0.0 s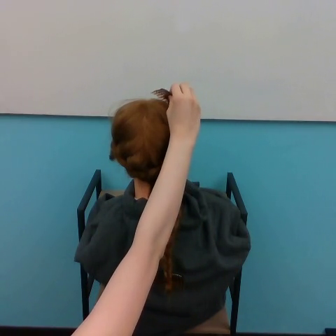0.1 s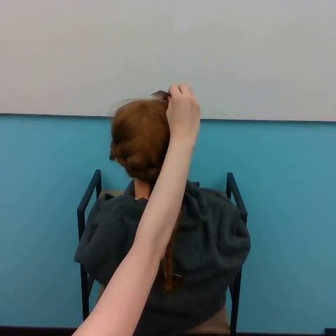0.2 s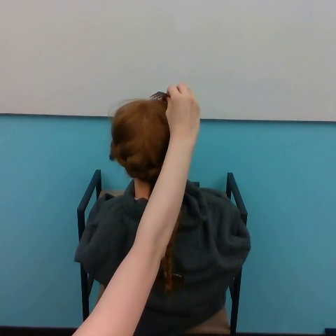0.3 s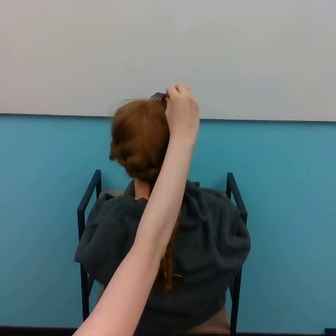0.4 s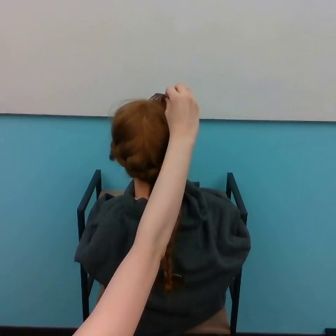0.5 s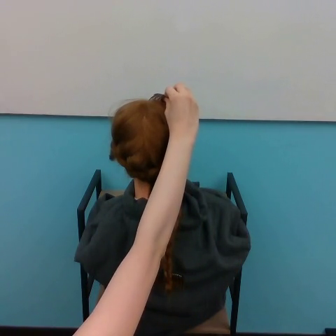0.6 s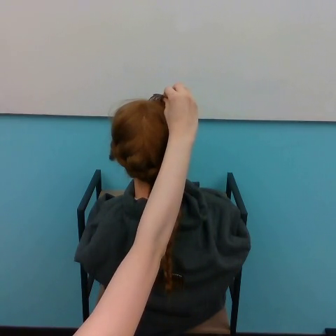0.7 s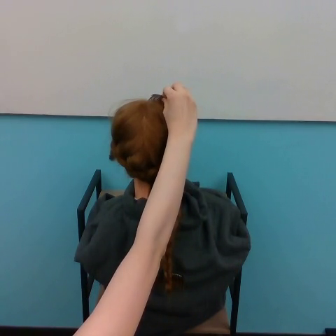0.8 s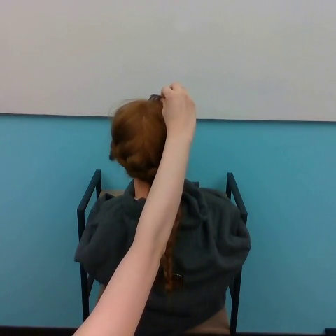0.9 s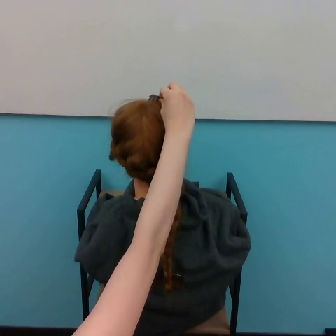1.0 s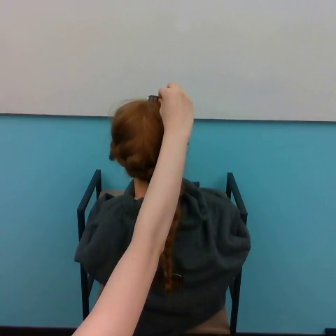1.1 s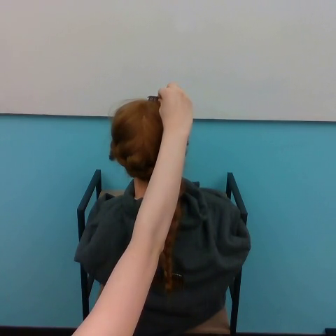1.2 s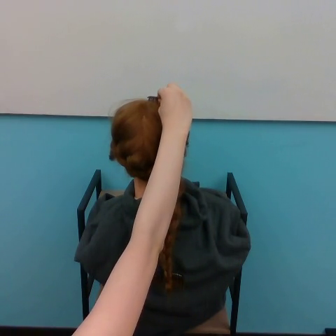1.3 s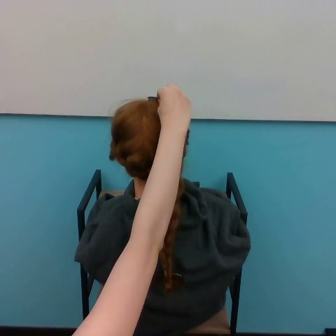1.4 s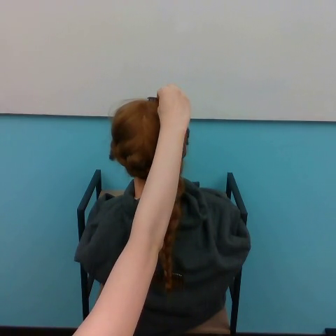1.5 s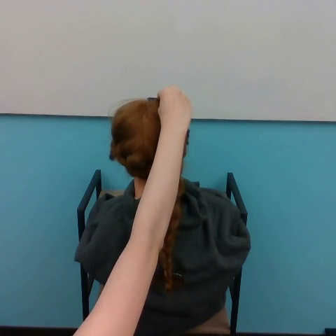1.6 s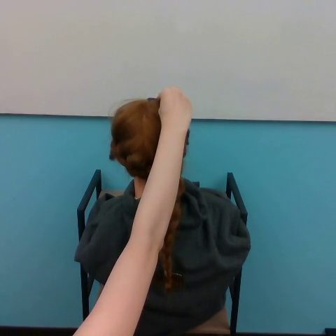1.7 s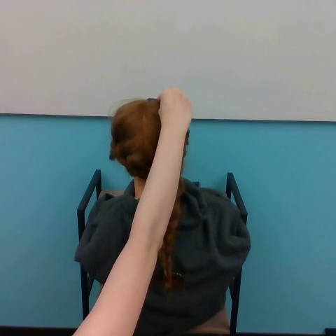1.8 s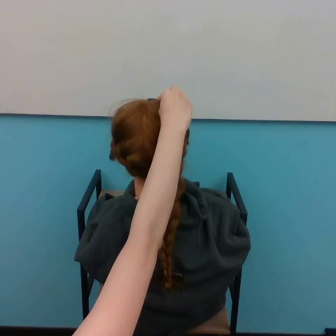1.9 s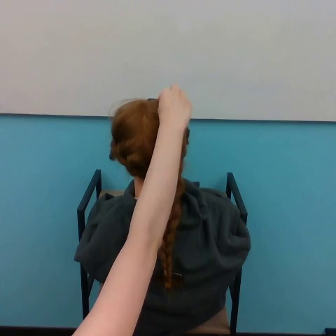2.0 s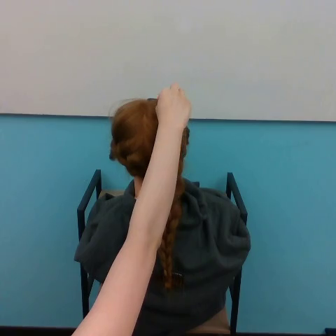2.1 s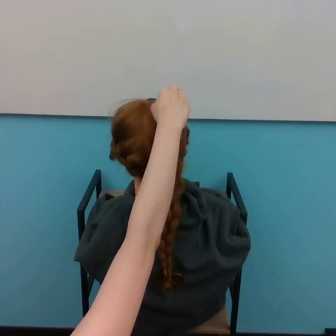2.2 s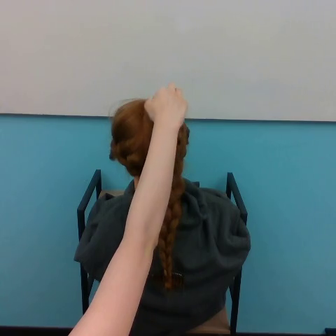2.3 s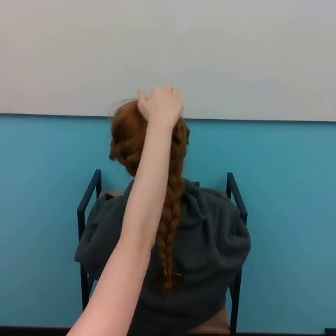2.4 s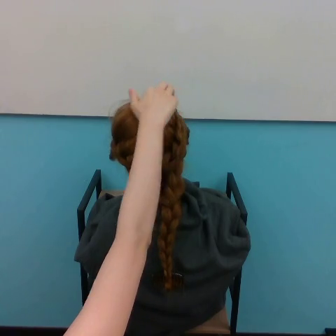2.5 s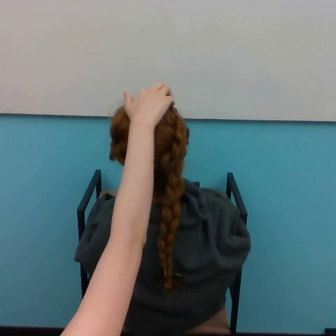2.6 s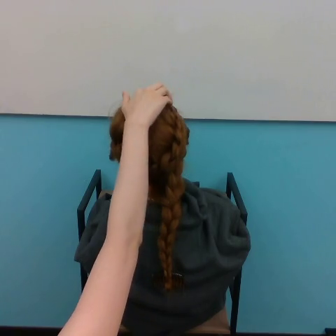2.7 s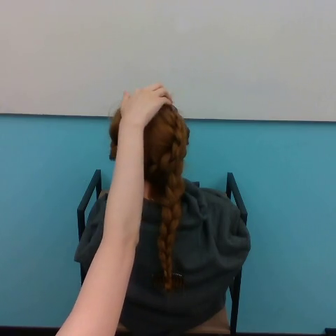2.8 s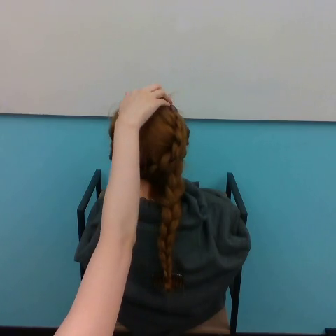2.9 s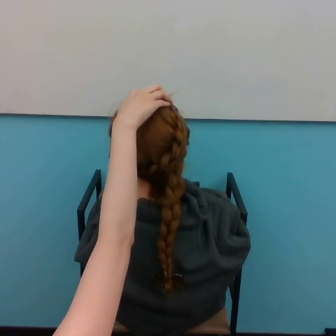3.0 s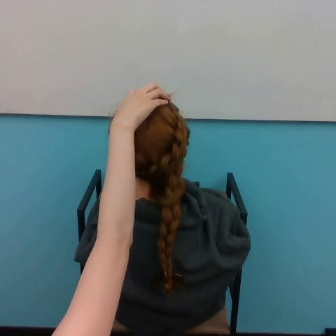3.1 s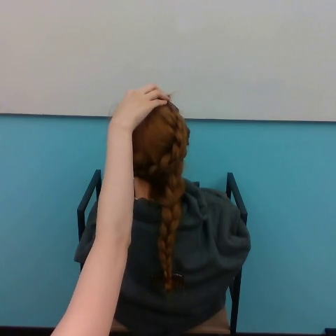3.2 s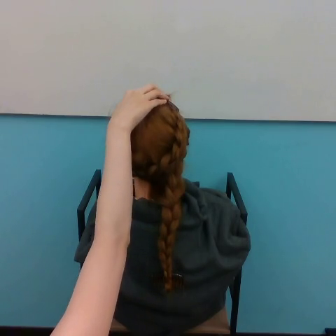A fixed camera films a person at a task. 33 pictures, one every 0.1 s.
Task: style hair.
0.0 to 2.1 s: The hand moves only a little.
2.1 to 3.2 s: The hand goes to the left.
